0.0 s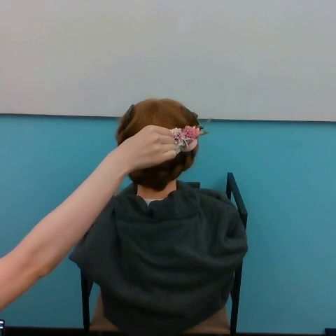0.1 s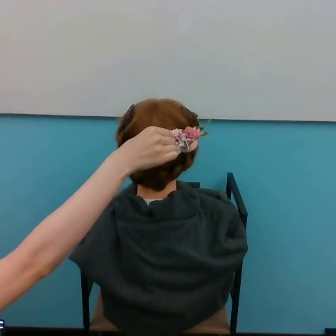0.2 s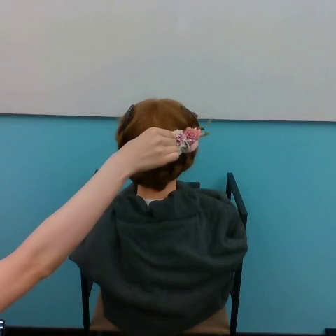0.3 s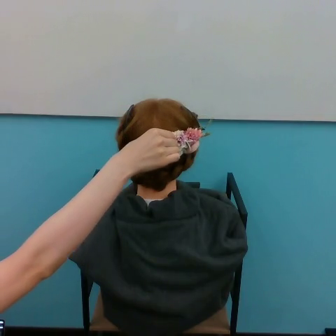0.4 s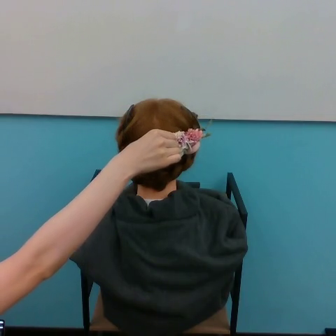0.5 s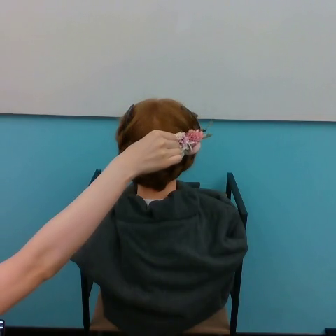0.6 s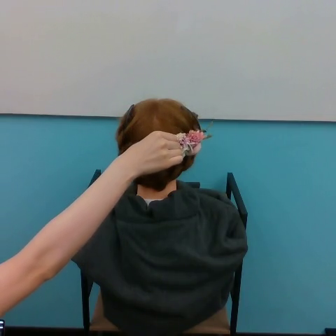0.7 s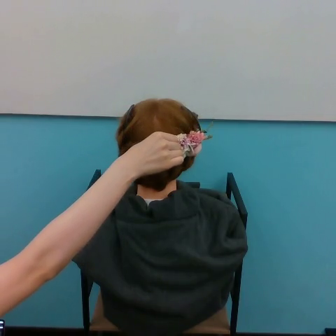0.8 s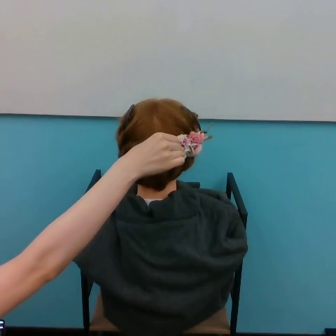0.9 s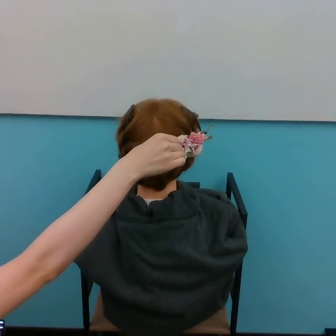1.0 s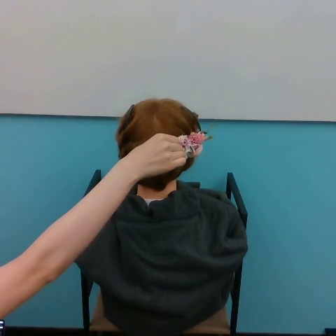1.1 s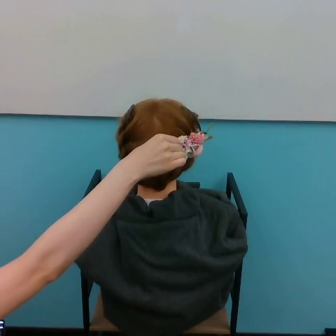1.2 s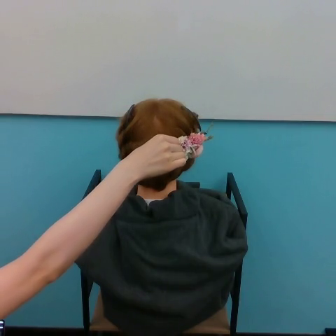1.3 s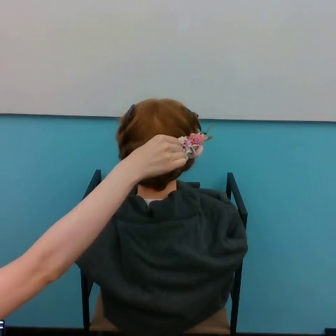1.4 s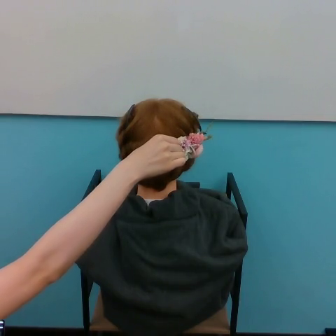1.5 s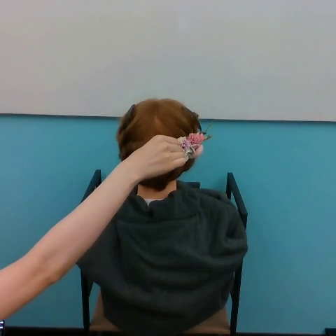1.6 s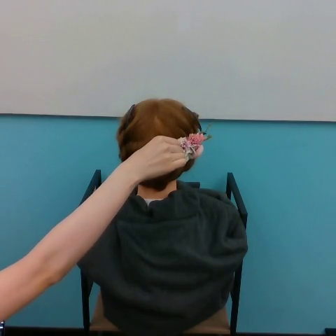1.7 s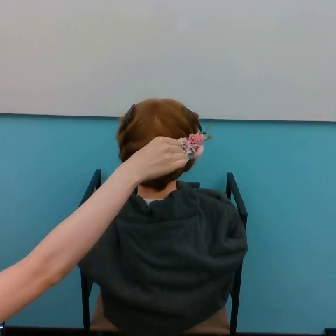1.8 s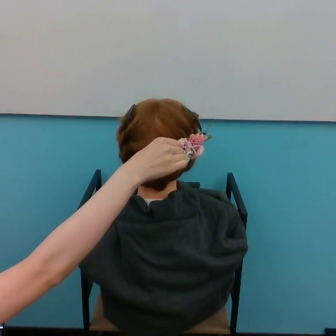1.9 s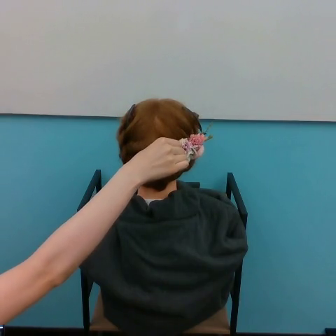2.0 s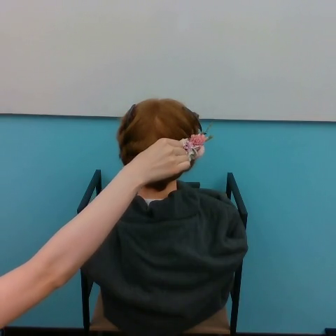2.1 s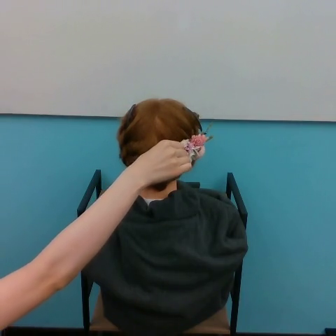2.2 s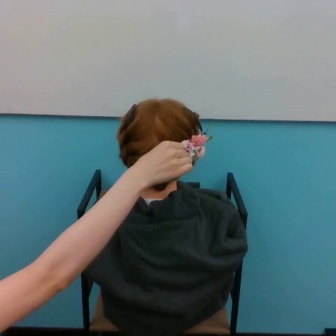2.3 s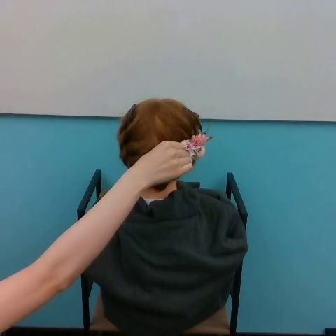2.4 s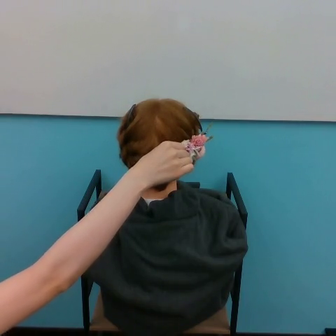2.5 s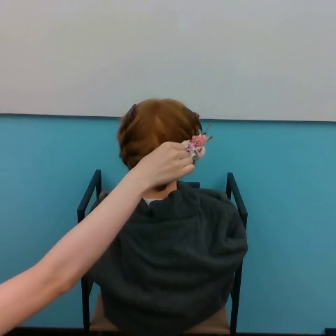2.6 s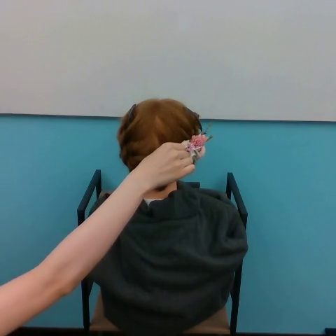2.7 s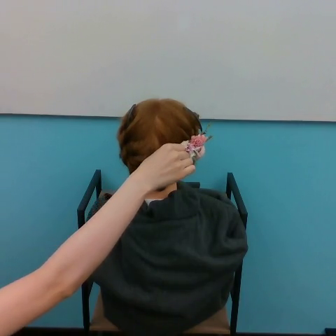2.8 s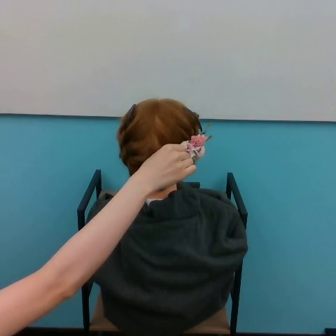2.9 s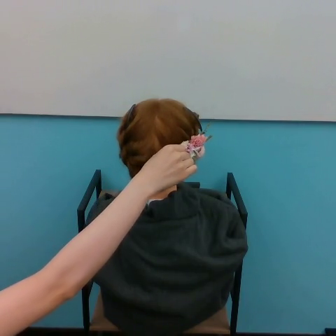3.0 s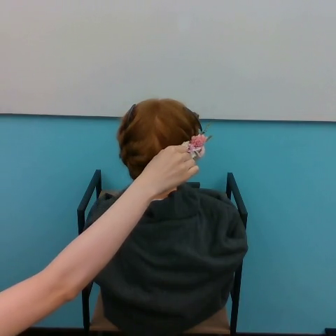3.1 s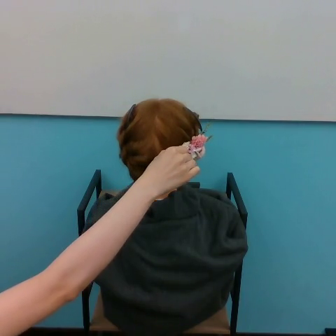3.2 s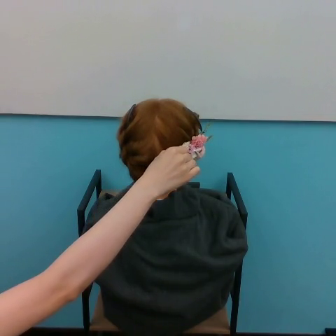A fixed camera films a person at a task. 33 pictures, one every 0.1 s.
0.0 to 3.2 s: The hand goes to the right and downward.
Task: tuck flower in hair.
